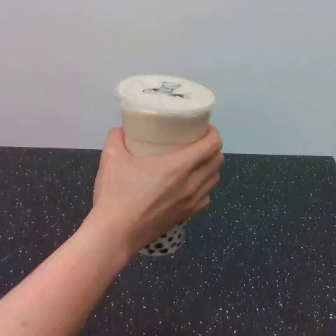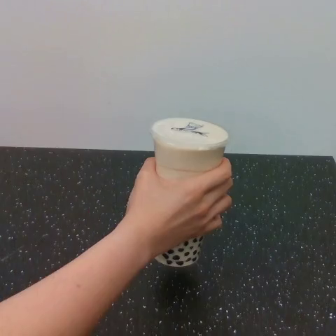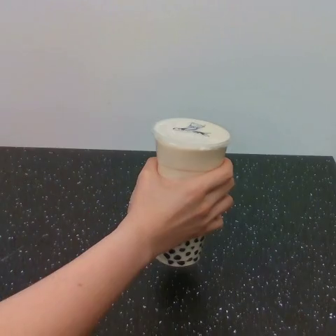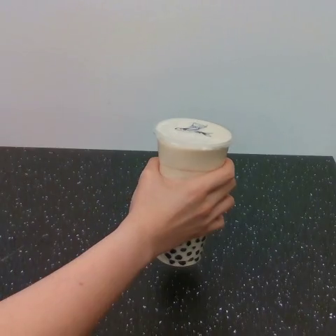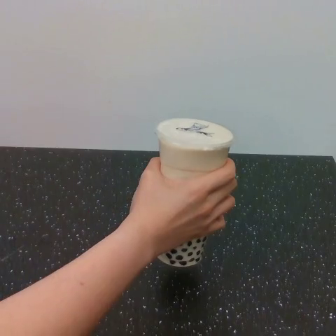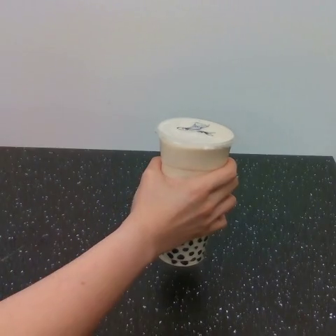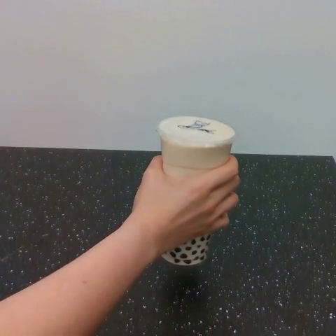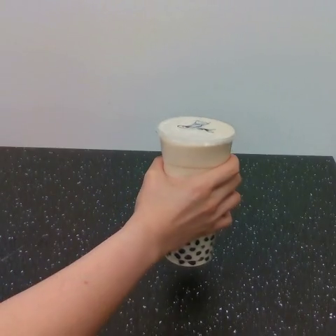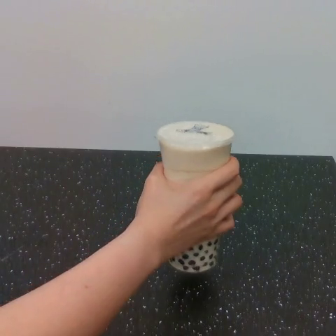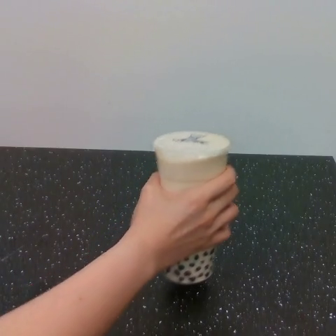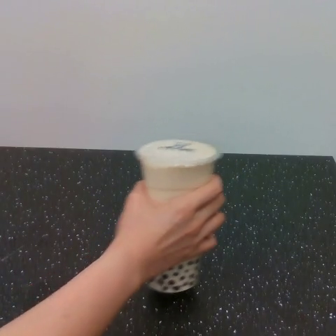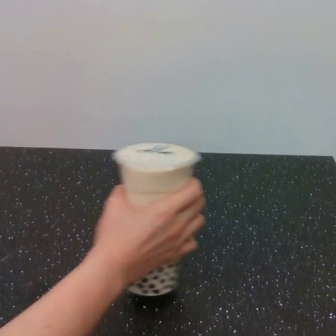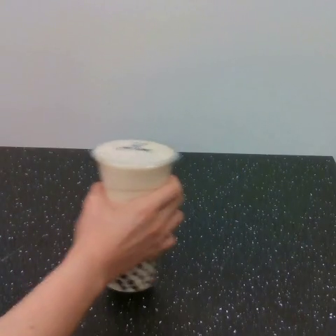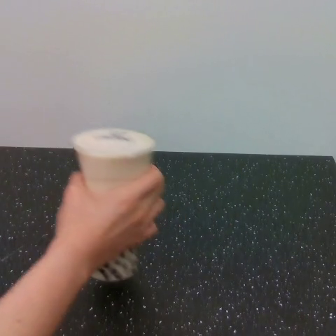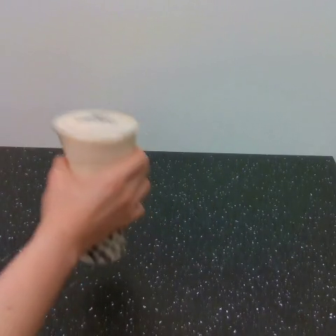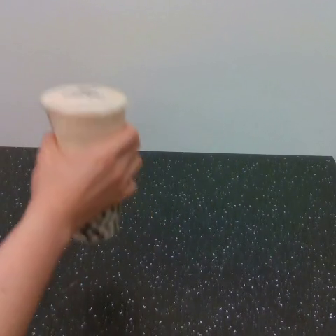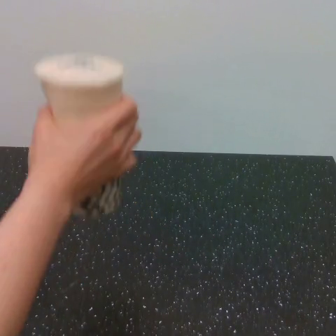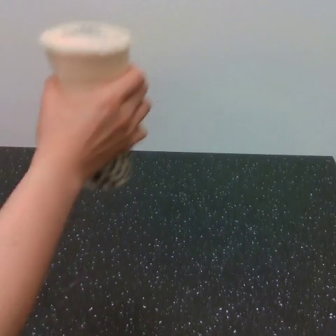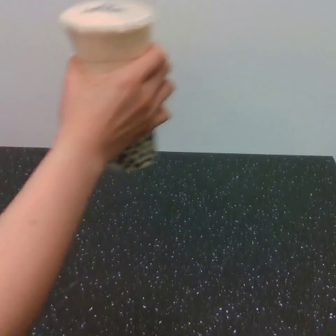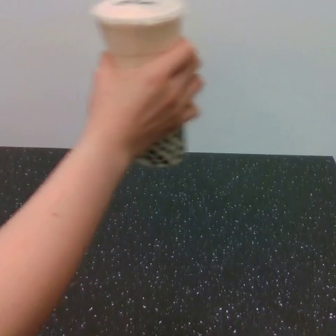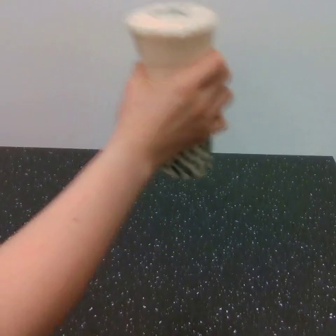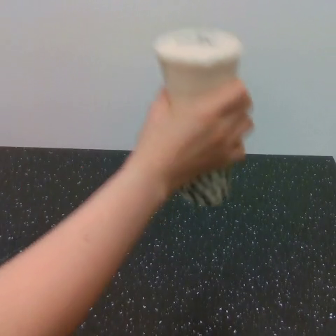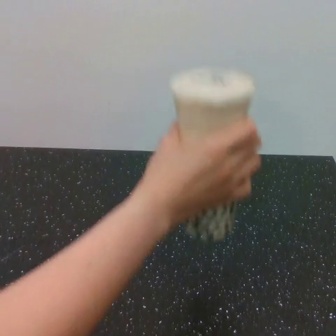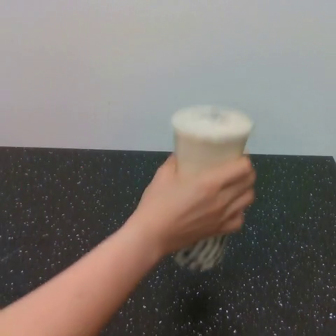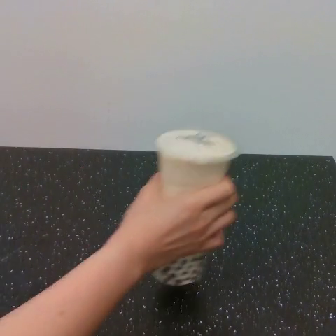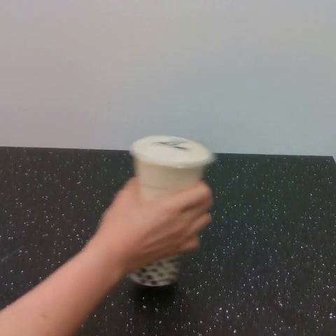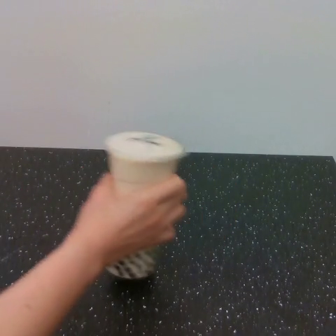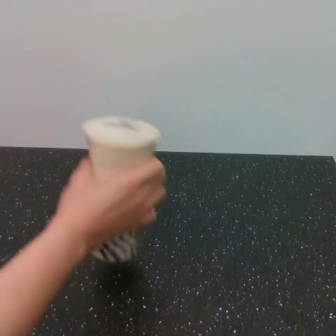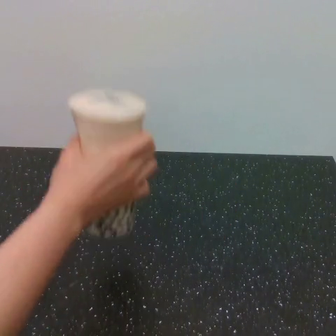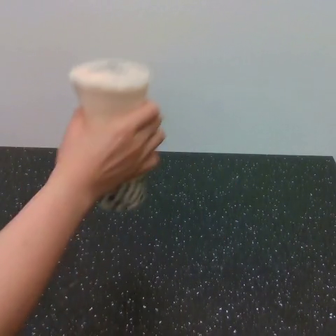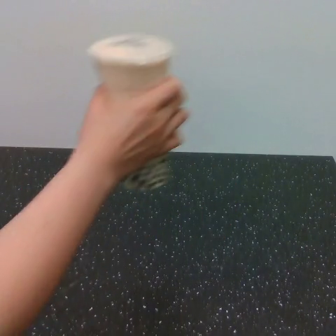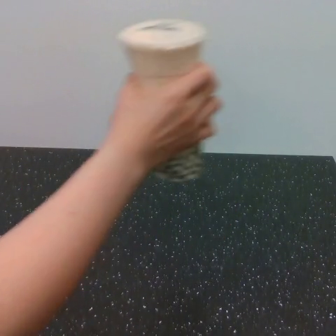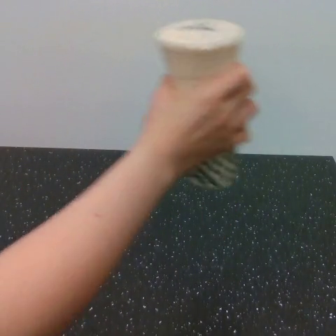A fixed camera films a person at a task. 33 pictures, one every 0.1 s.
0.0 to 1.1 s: The hand goes downward.
1.1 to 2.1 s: The hand goes upward, then to the right and downward, on a clockwise arc.
2.1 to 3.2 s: The hand goes downward and to the left, then upward and to the right, on a clockwise arc.
In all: It circles clockwise, turning through about 630 degrees.
Task: shake the boba.
